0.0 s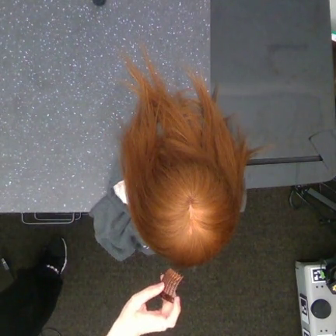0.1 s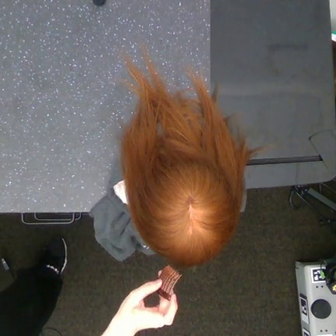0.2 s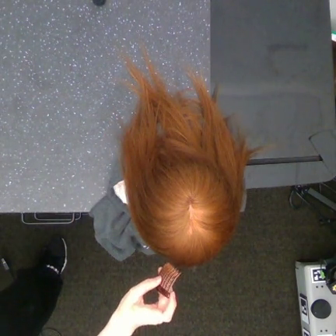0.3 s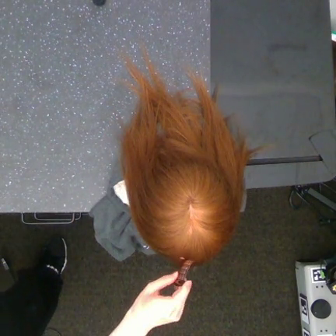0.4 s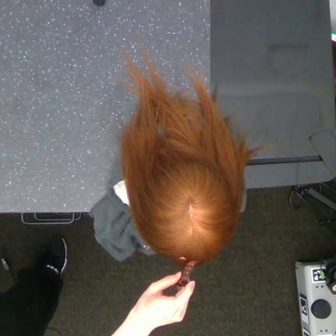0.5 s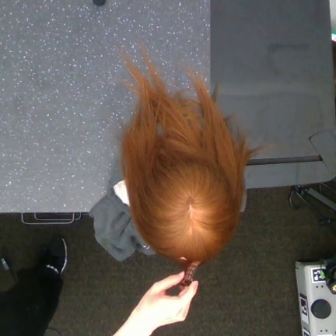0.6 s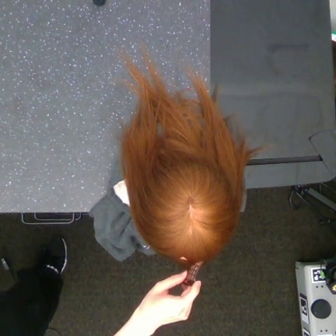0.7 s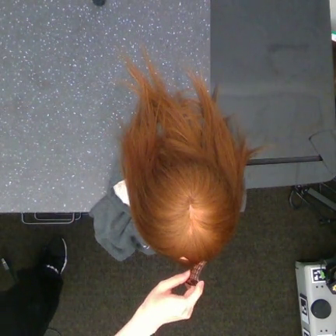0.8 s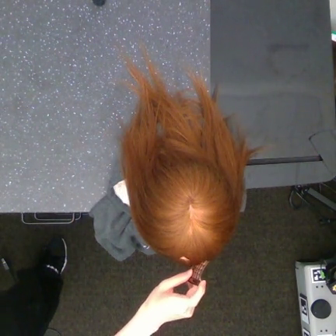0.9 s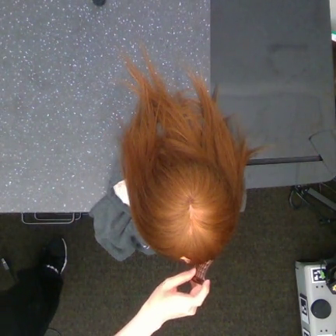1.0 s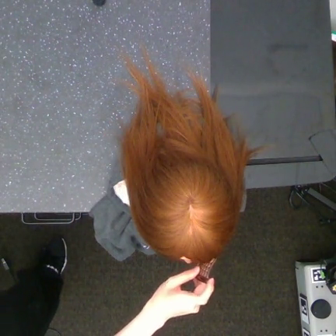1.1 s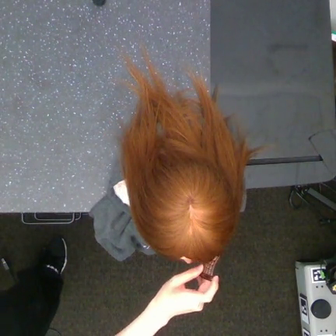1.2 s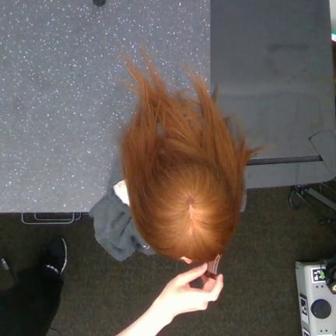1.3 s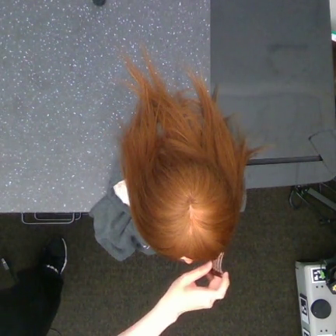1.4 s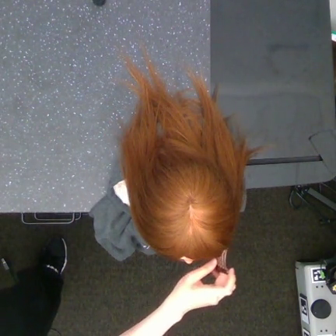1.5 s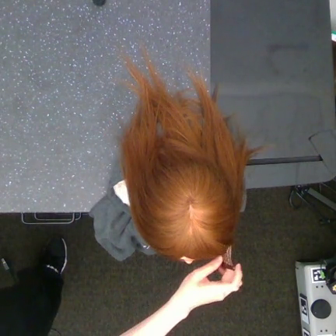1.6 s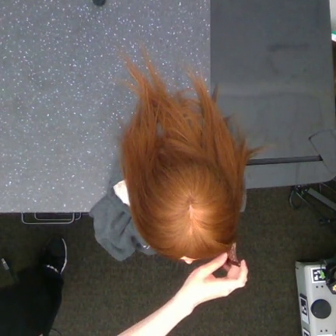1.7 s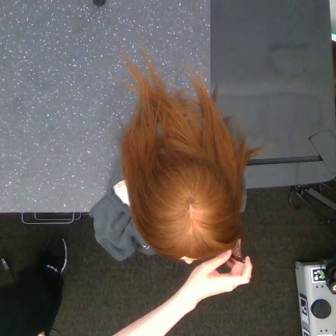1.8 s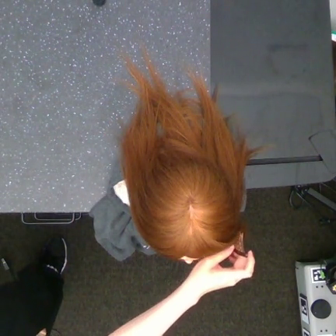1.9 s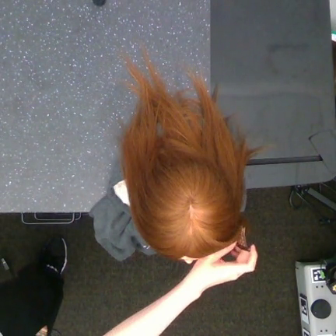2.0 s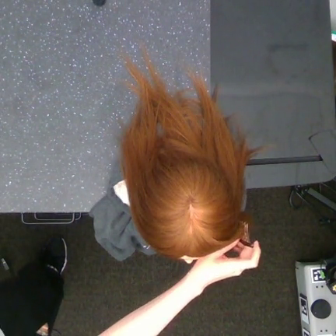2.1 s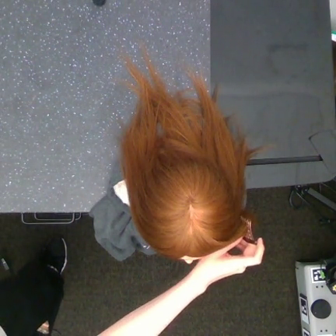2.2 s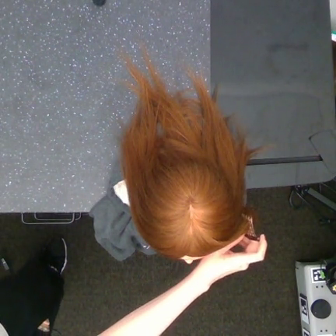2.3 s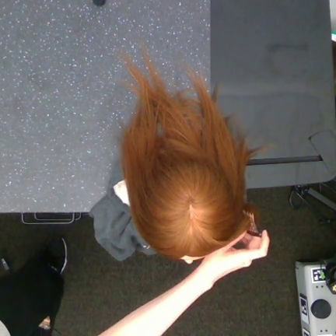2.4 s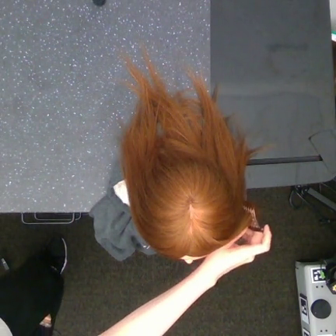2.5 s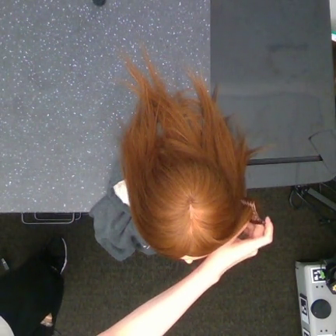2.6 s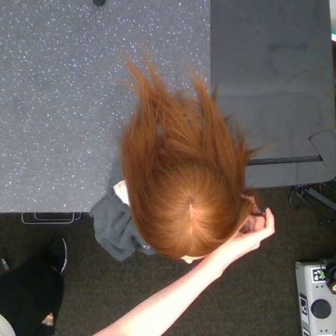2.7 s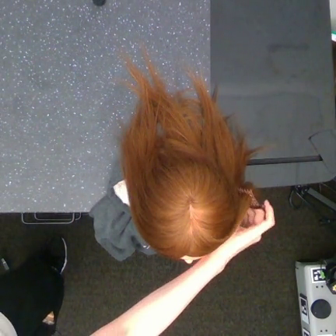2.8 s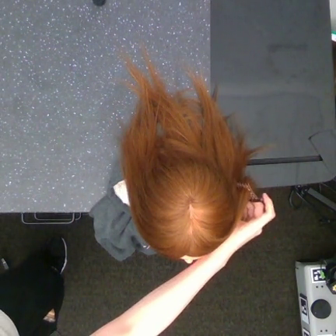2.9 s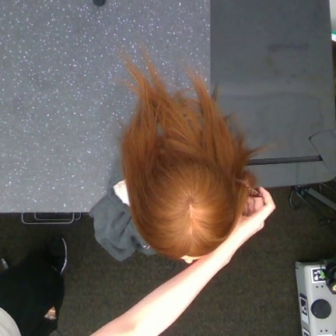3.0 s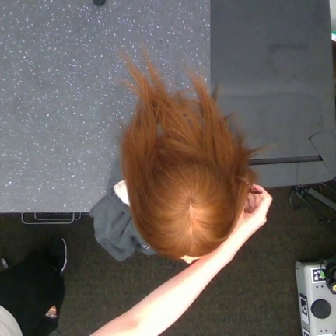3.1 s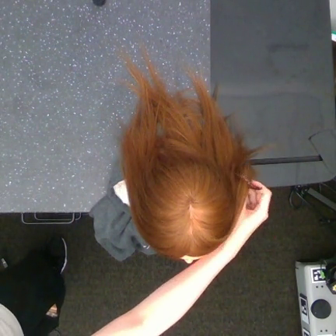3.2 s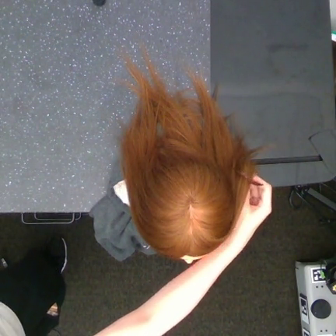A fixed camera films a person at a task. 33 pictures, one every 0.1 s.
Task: tidy front hair.
0.0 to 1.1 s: The hand goes to the right and upward.
1.1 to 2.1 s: The hand goes to the right and upward.
2.1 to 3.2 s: The hand goes upward.
